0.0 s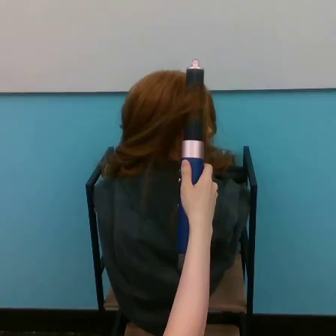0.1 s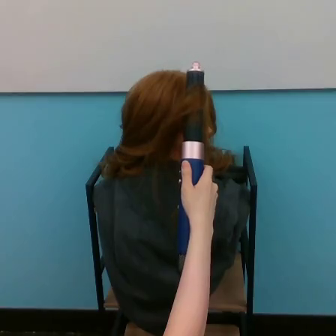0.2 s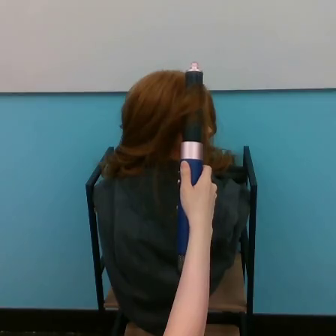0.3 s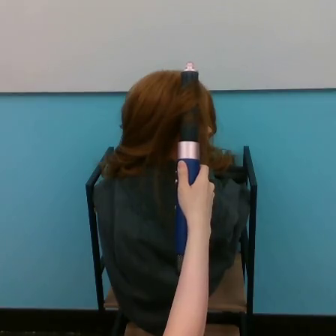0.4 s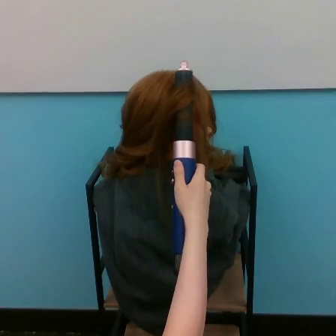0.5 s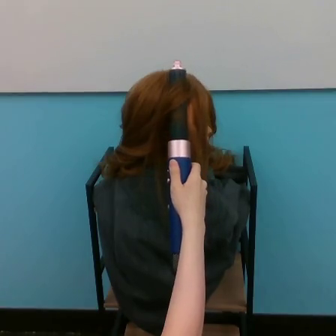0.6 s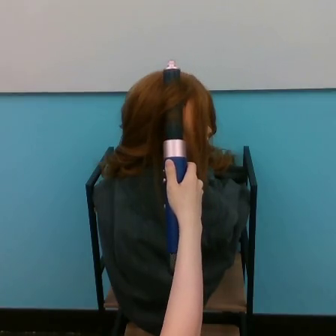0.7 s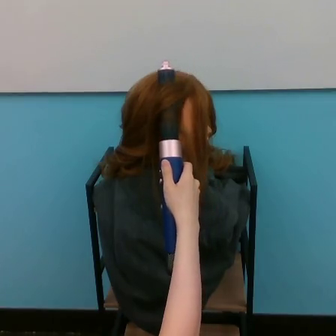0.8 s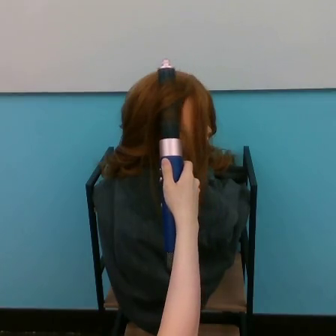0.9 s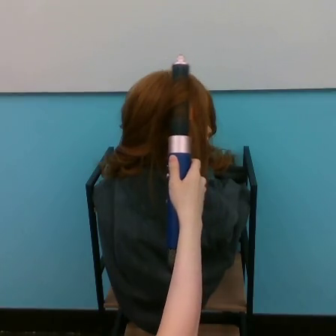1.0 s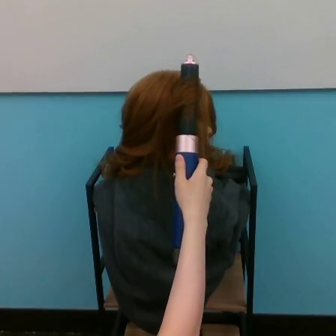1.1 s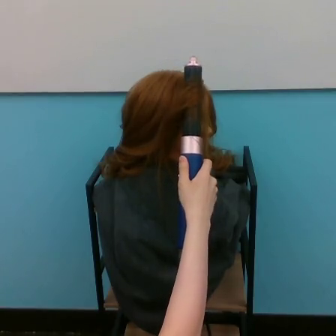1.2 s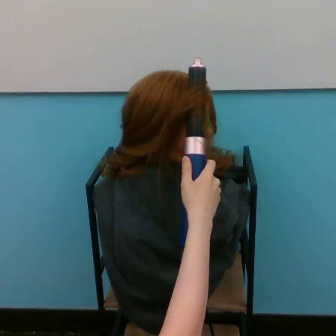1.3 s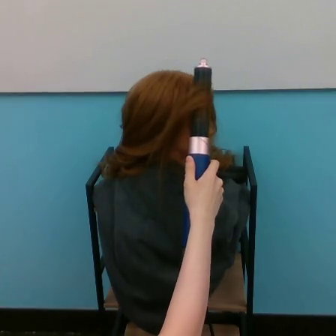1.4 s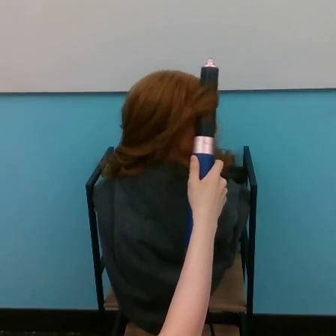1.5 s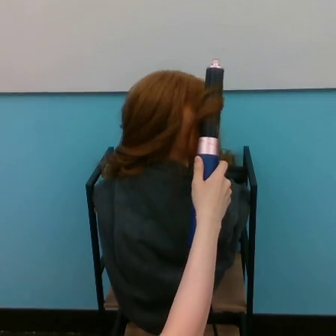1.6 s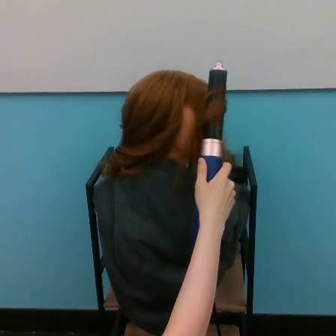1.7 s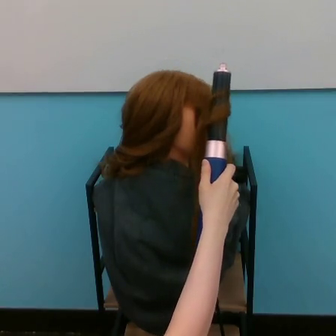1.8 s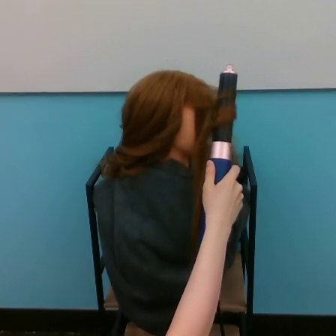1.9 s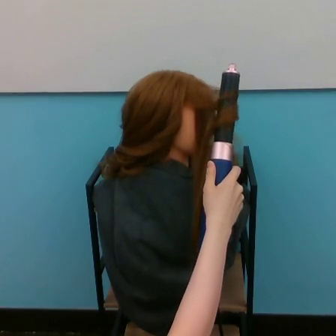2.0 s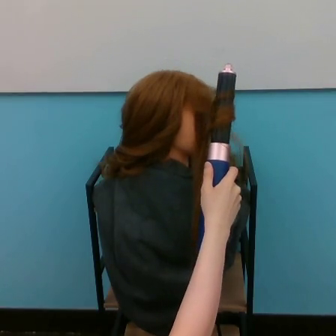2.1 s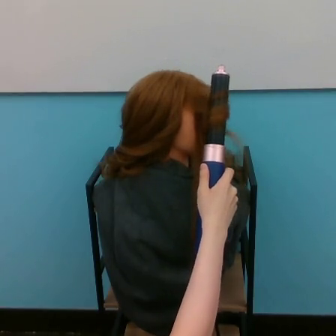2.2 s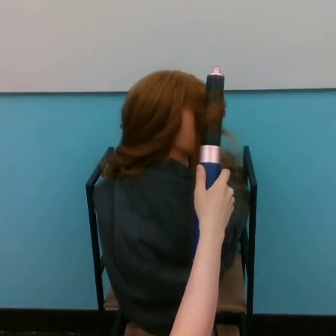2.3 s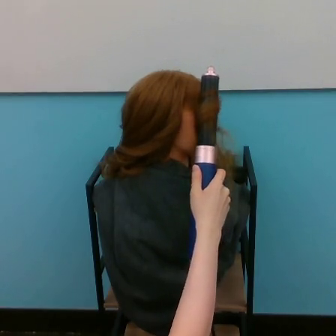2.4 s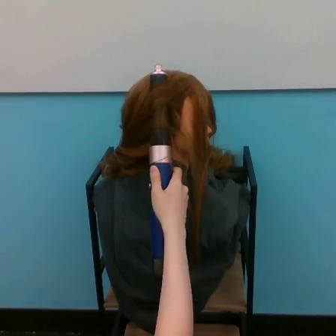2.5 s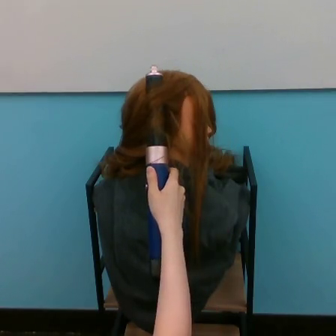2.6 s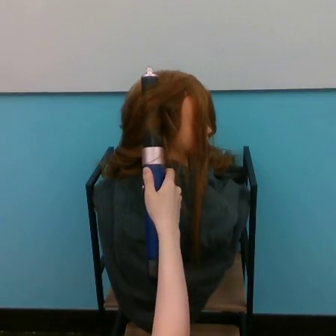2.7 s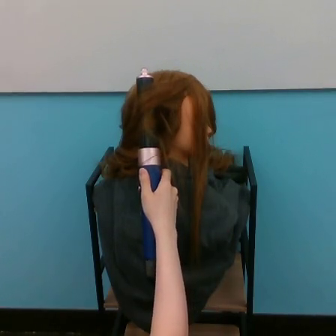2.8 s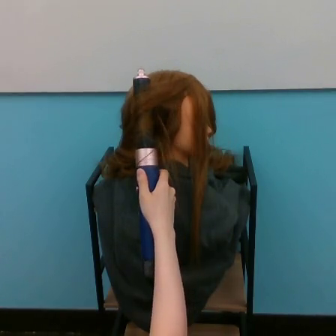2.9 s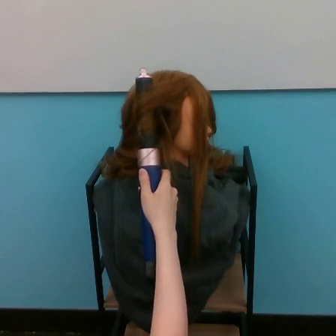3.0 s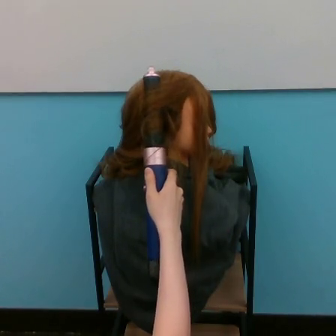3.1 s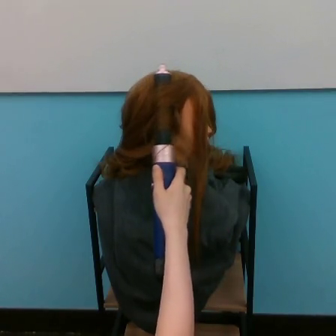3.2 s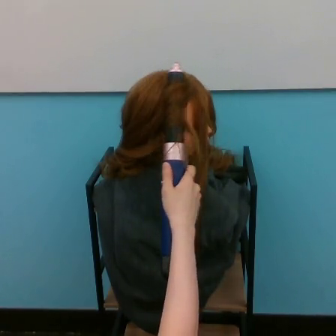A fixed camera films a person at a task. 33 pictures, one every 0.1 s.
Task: curl hair.
0.0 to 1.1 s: The hand goes to the left, then to the right.
1.1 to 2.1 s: The hand goes to the right.
2.1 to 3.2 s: The hand goes to the left, then to the right.
